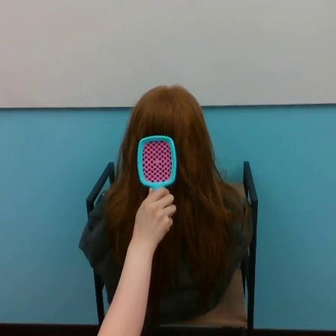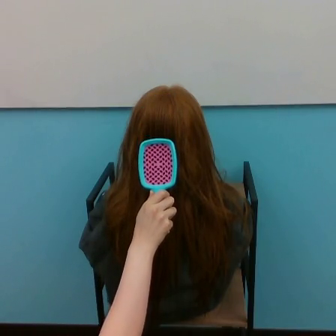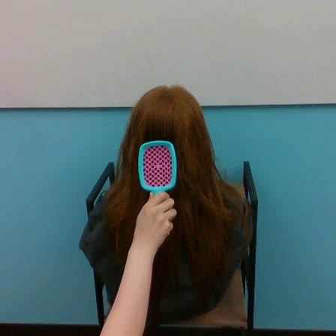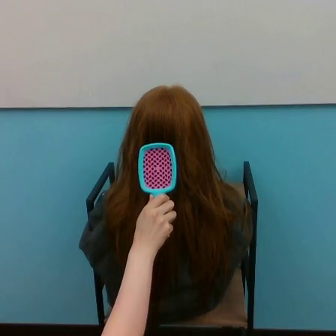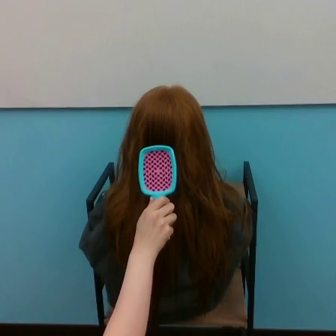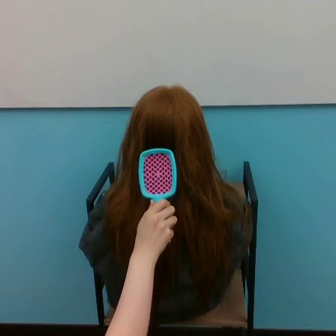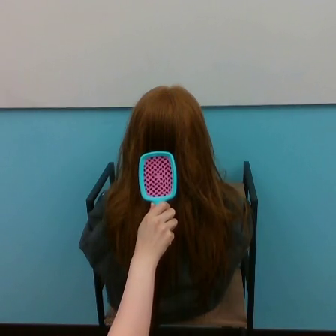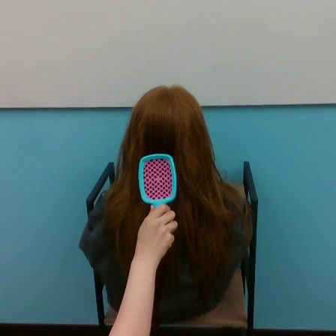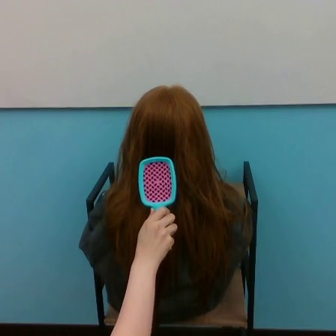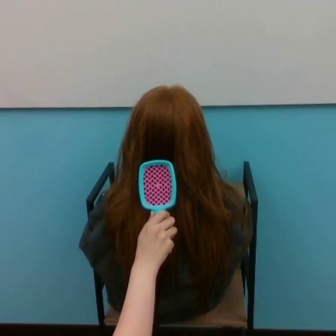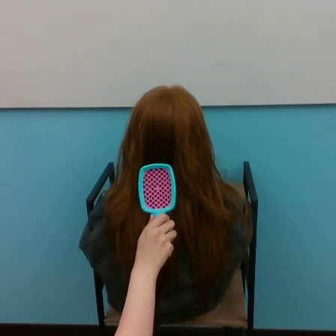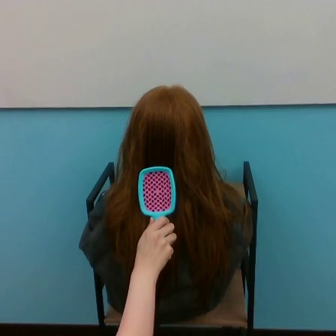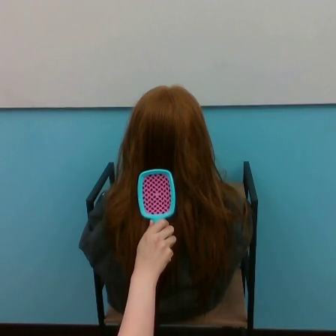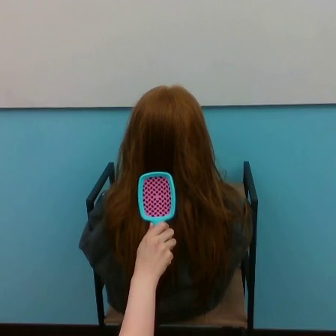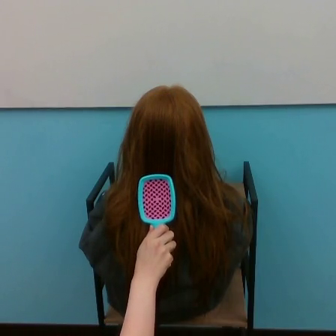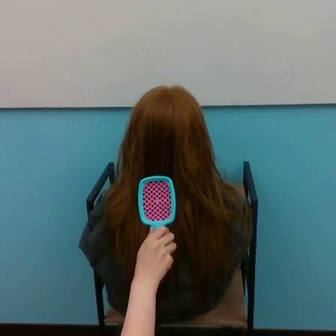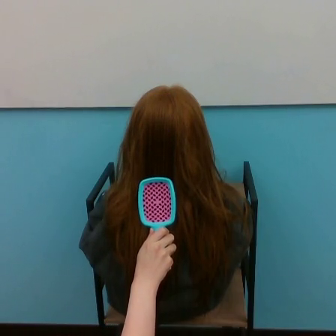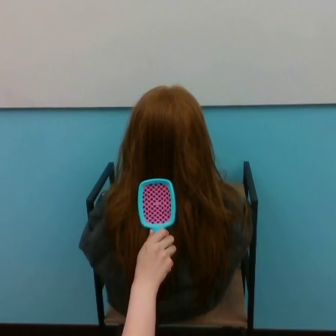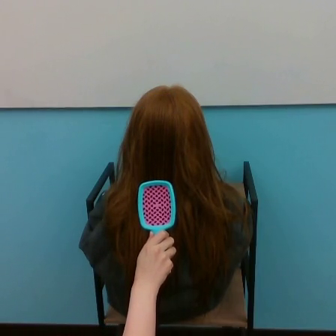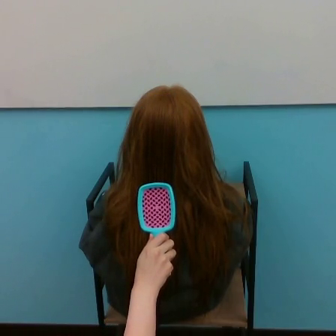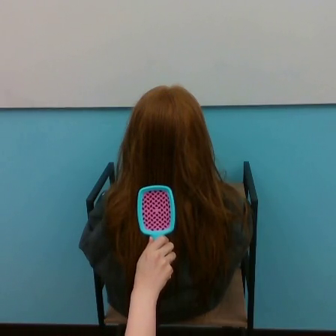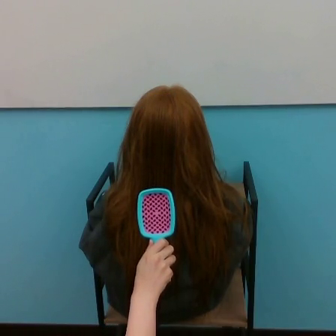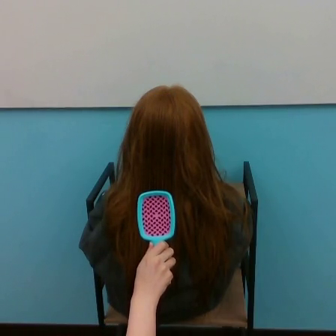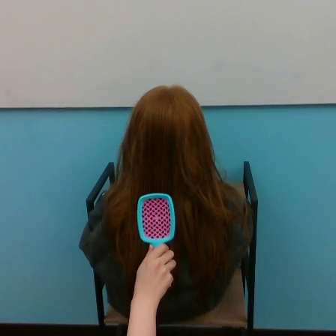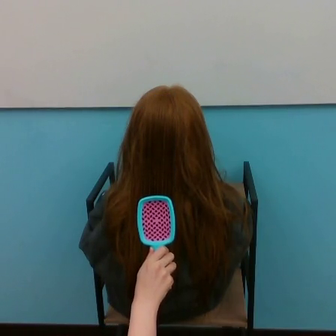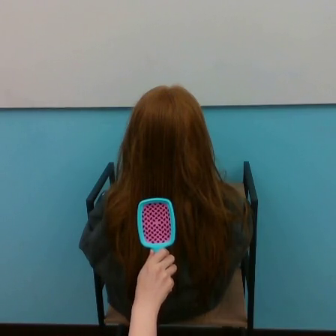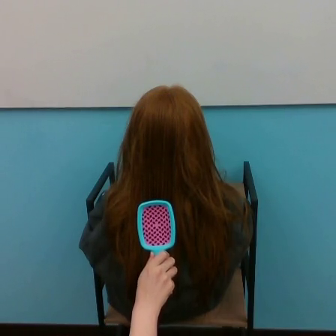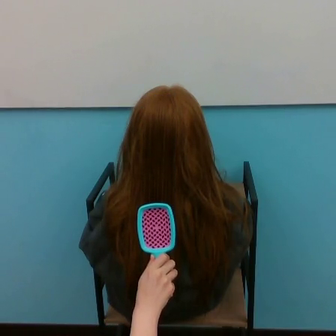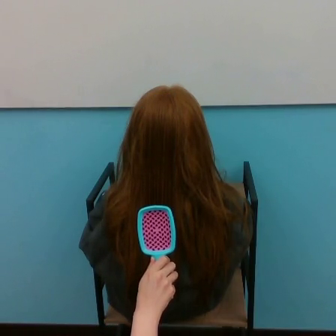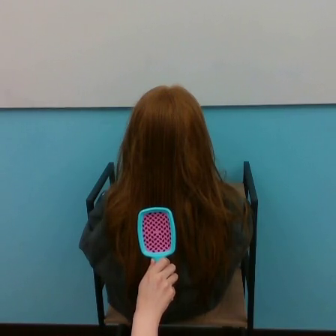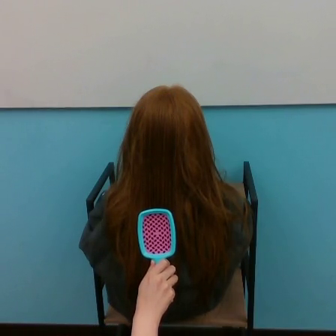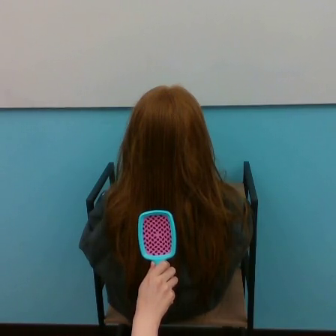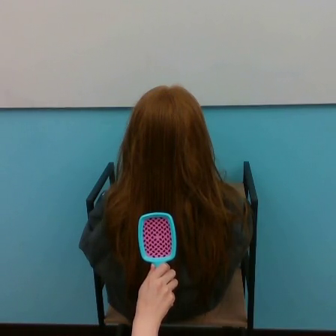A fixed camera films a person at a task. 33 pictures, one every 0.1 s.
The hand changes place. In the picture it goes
downward.
0.0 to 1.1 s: The hand goes downward.
1.1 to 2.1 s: The hand goes downward.
2.1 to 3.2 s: The hand goes downward.
Task: brush hair.
